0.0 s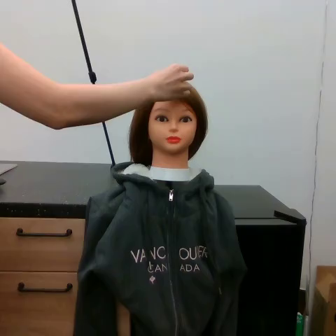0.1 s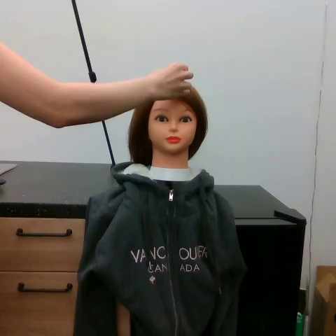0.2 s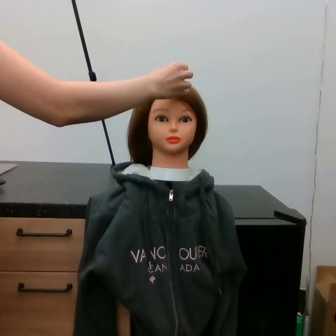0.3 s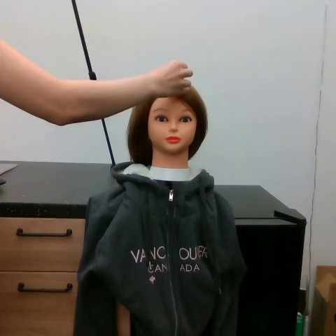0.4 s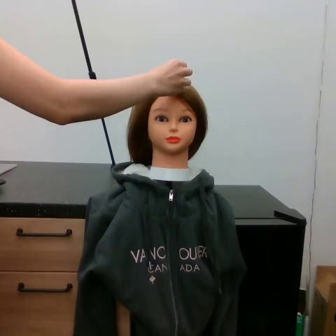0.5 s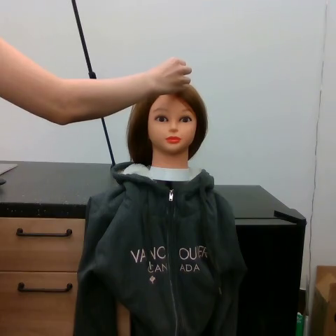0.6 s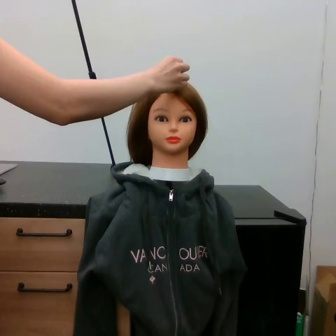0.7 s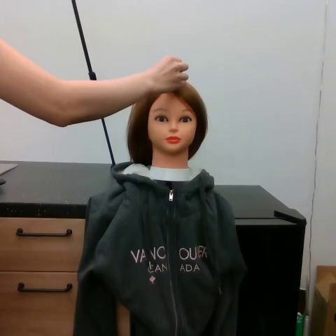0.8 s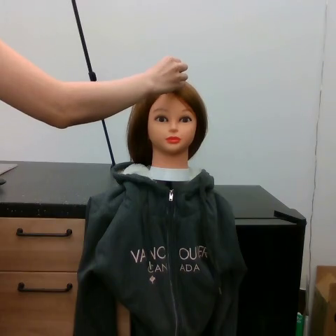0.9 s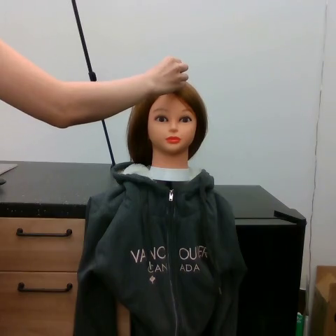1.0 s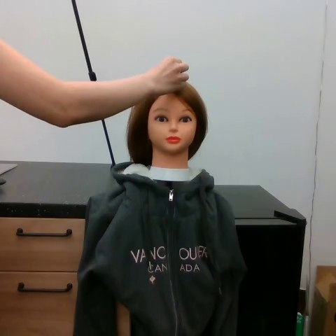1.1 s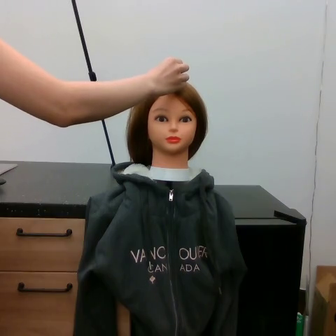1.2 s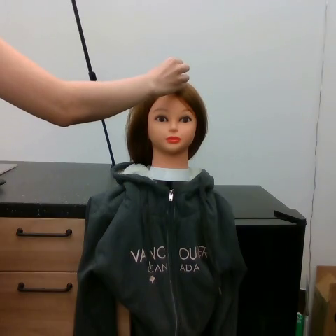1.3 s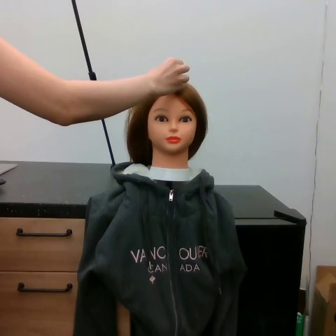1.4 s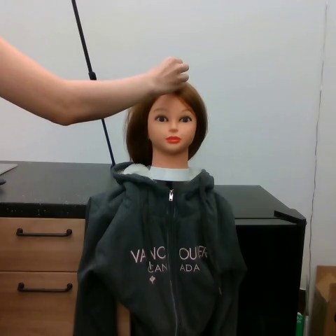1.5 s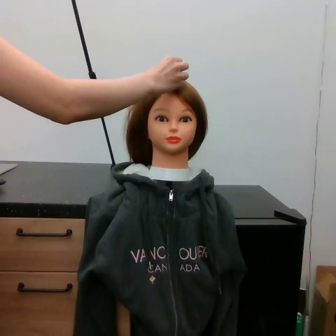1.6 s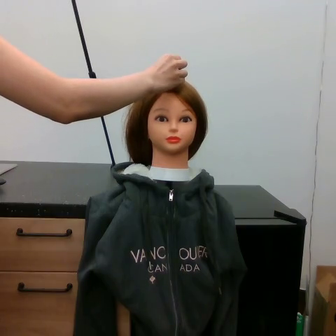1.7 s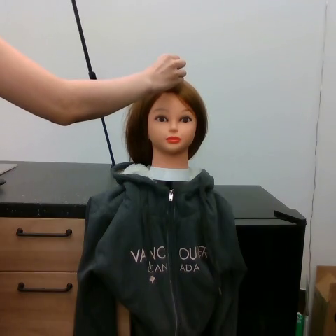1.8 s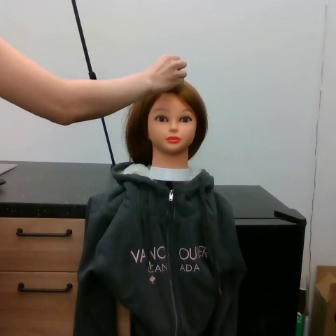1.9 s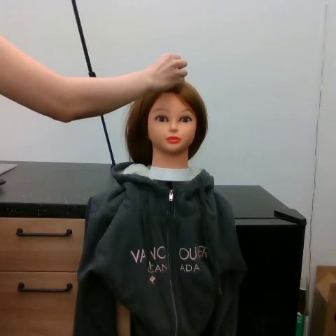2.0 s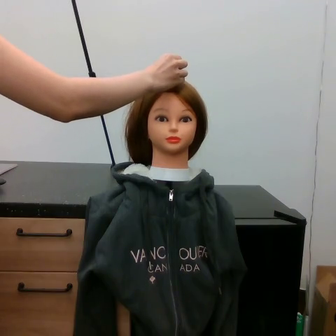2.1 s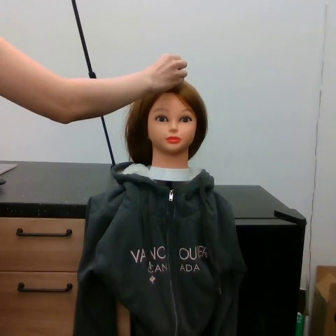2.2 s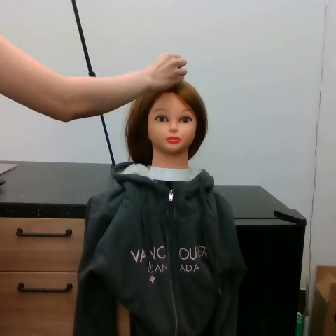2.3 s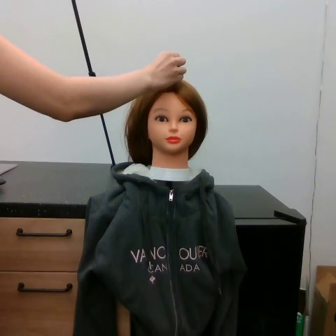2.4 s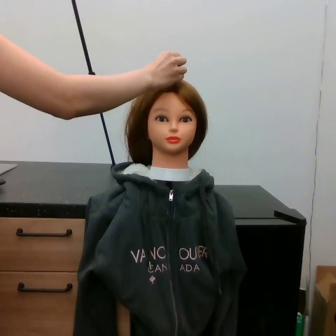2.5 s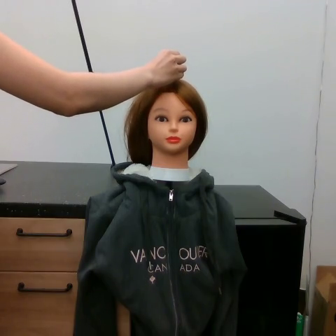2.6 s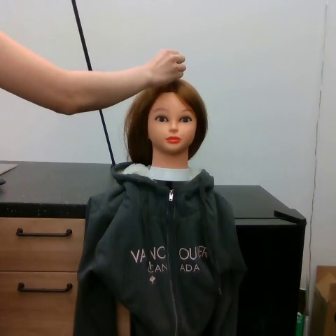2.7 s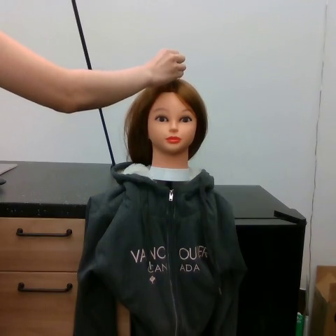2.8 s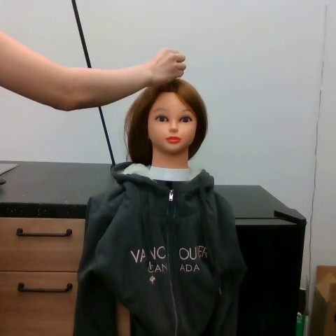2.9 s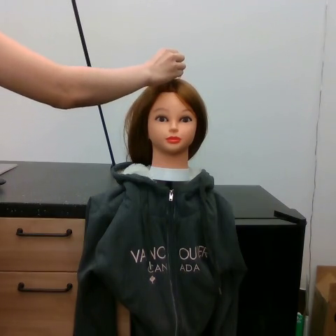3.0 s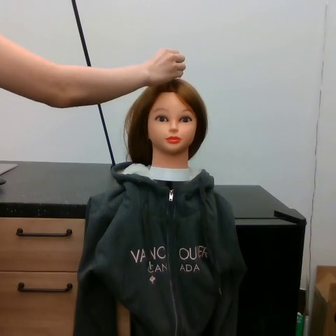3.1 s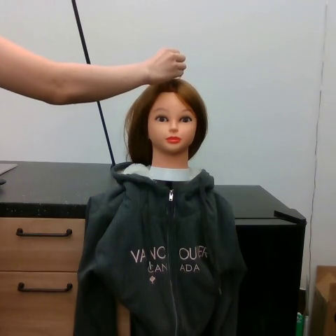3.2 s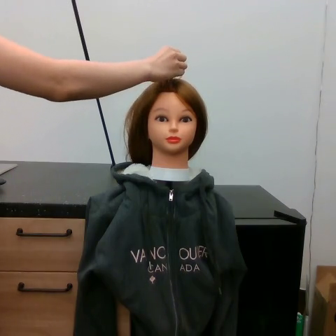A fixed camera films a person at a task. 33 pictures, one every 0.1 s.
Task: part hair.
0.0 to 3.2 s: The hand goes upward.
